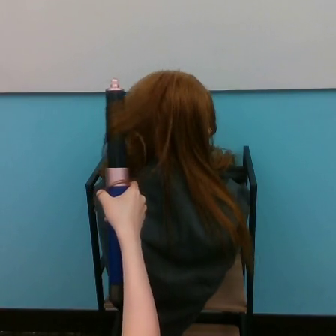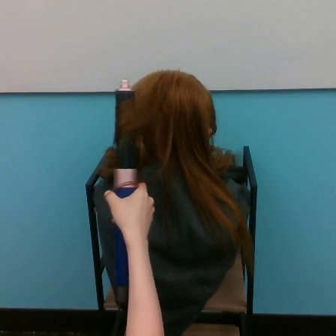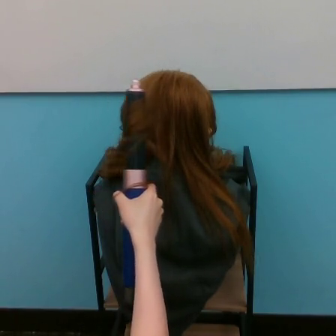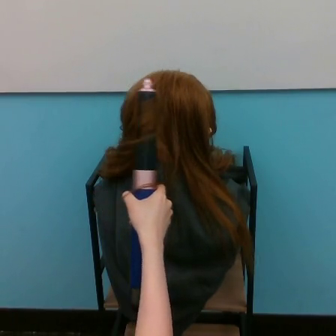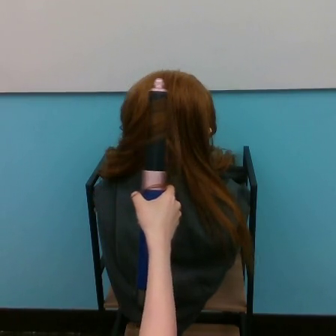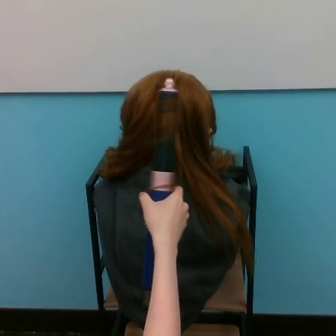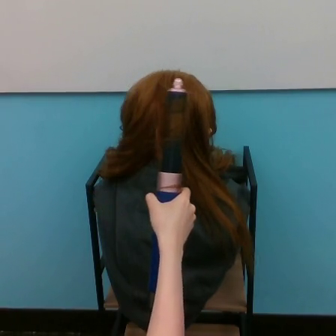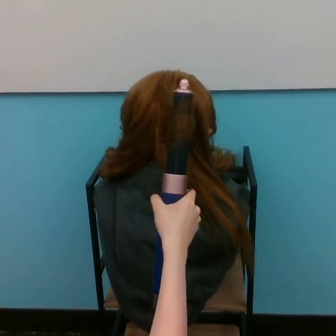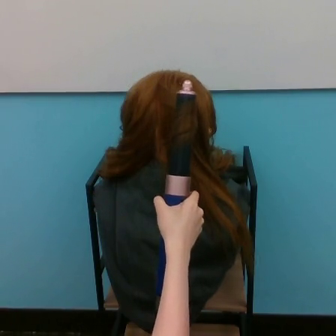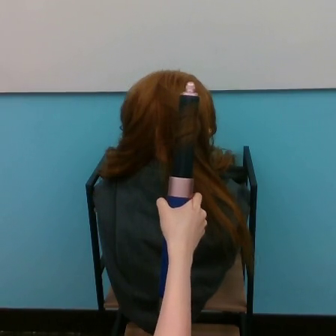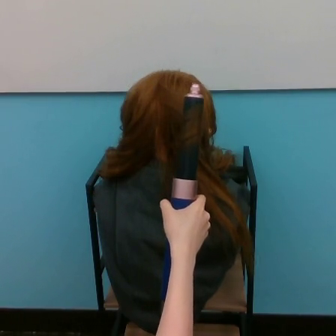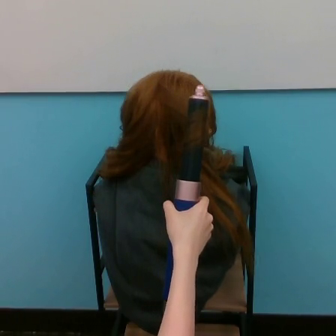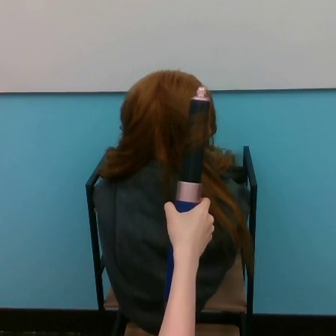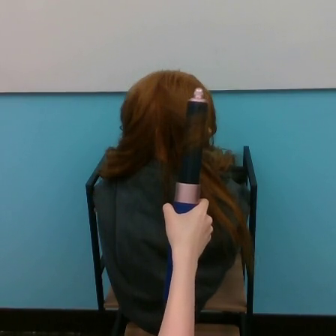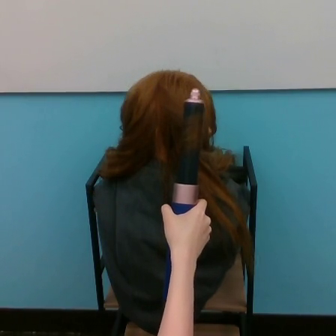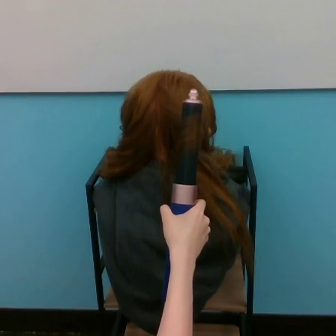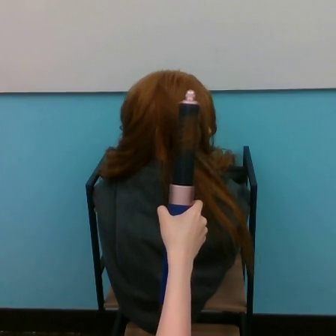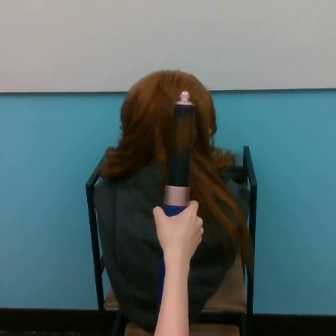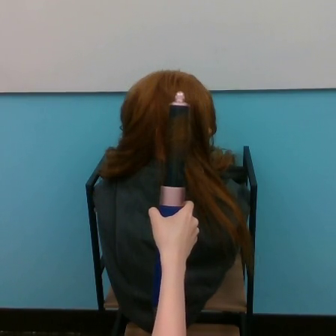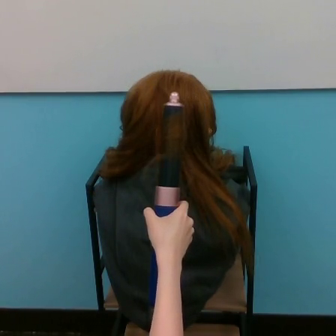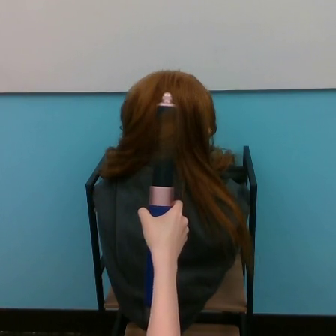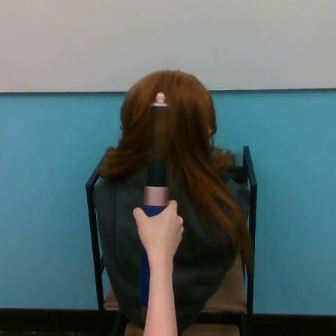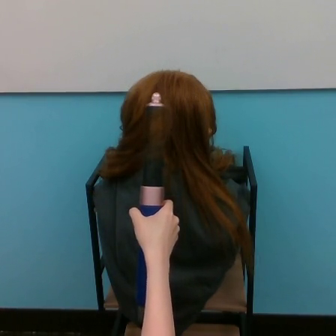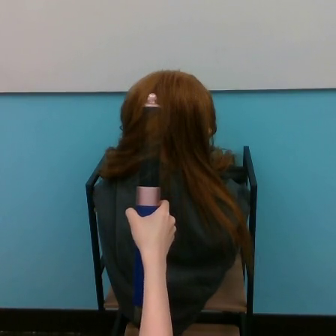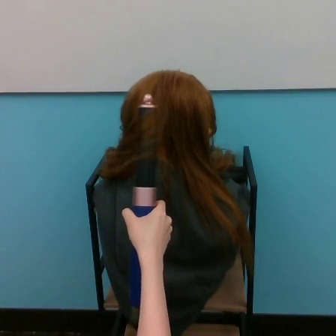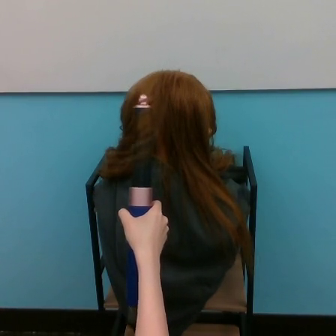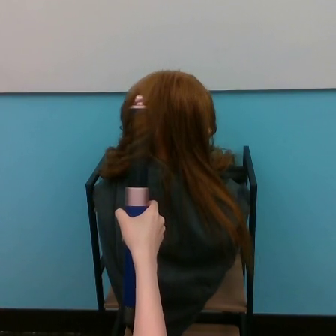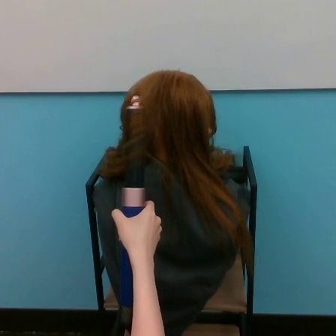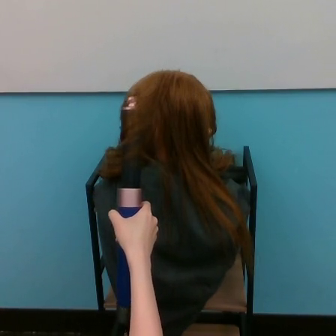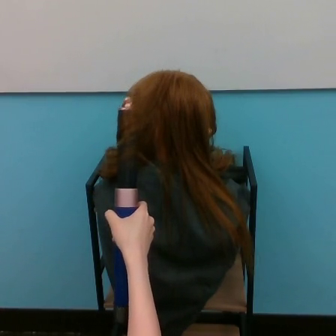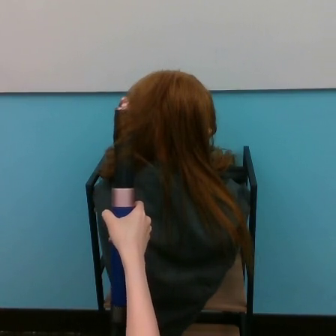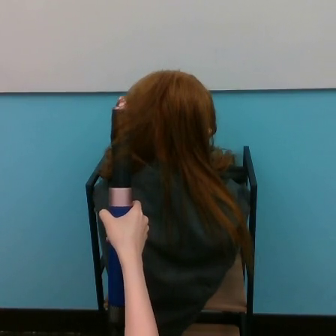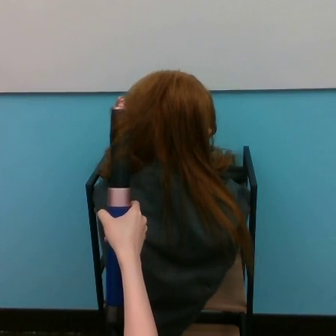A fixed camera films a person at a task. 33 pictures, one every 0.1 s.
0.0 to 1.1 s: The hand goes to the right.
1.1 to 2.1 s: The hand goes to the left.
2.1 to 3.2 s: The hand goes to the left.
Task: curl hair.
